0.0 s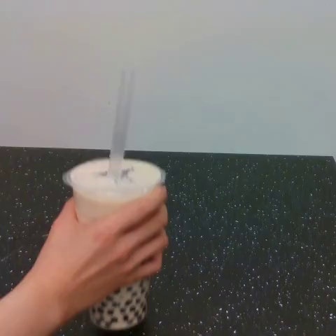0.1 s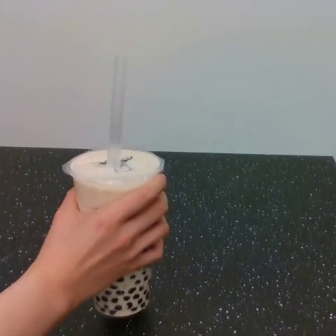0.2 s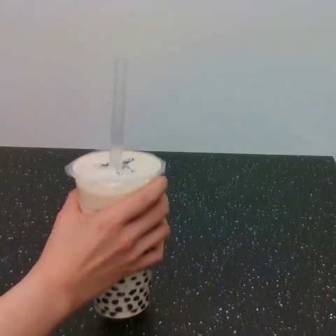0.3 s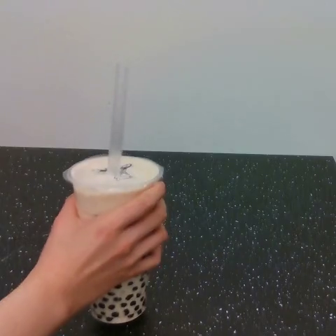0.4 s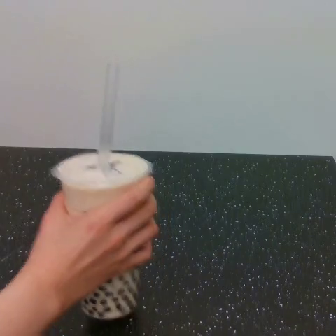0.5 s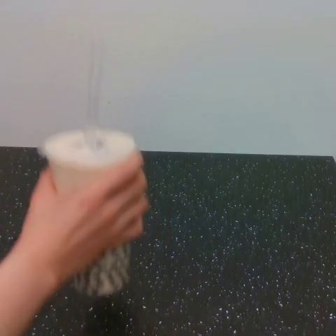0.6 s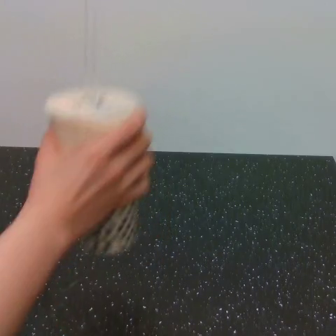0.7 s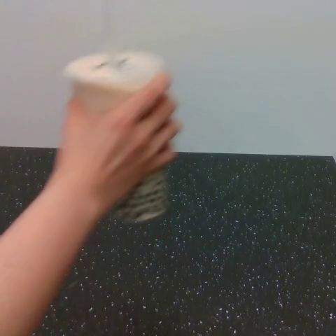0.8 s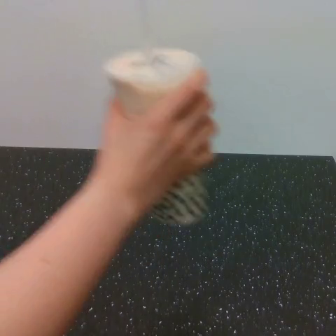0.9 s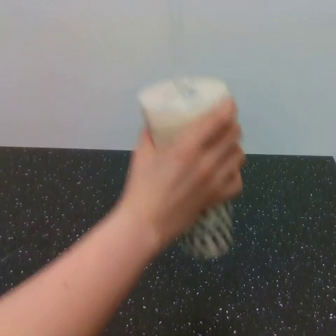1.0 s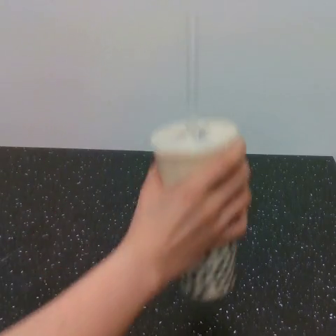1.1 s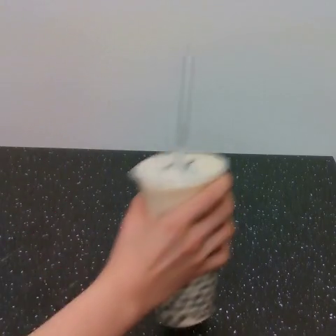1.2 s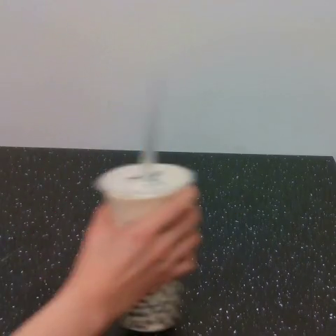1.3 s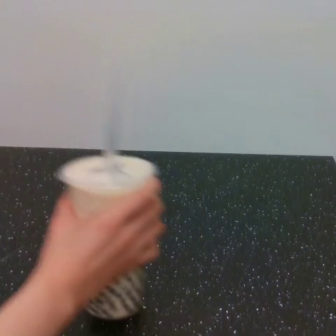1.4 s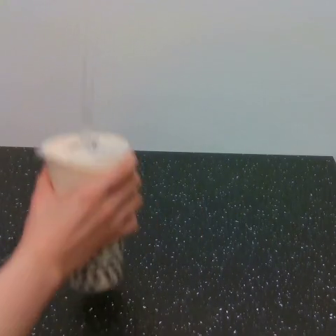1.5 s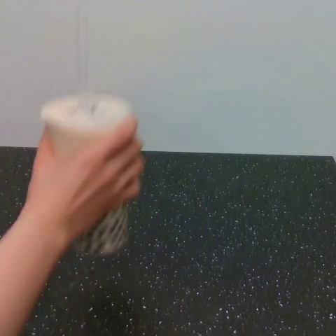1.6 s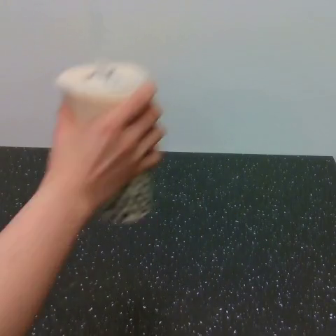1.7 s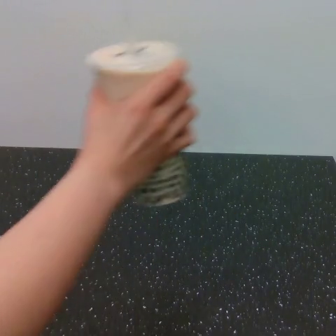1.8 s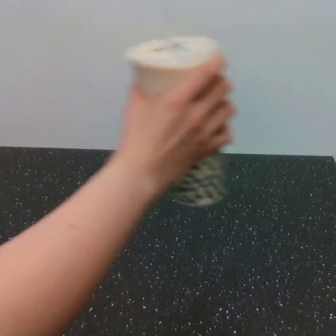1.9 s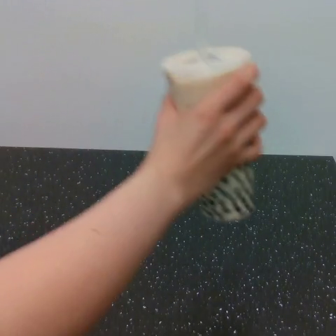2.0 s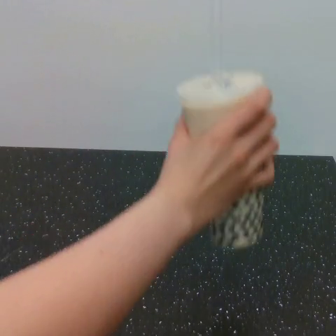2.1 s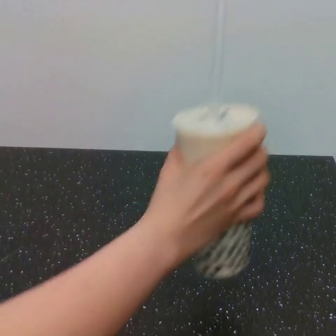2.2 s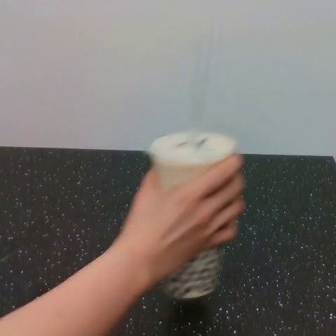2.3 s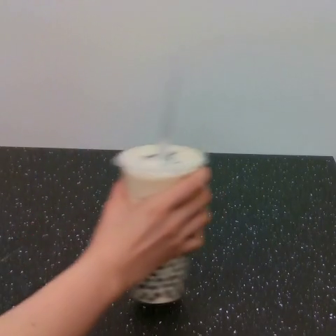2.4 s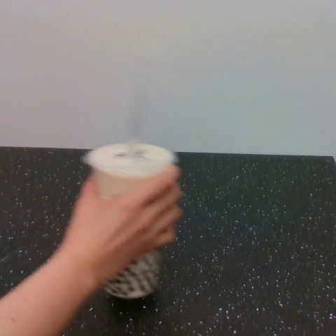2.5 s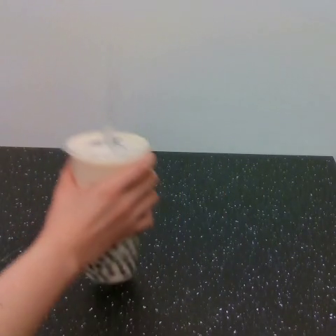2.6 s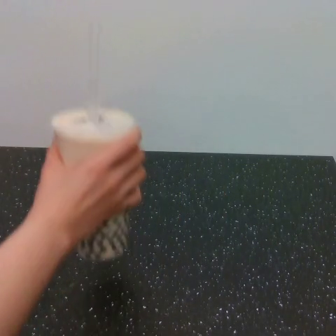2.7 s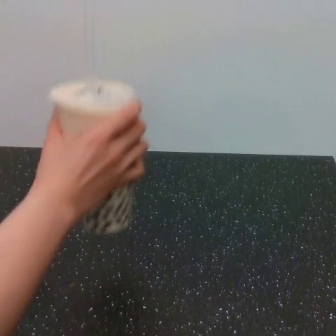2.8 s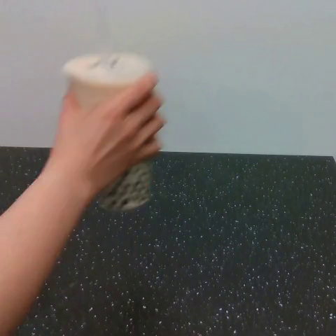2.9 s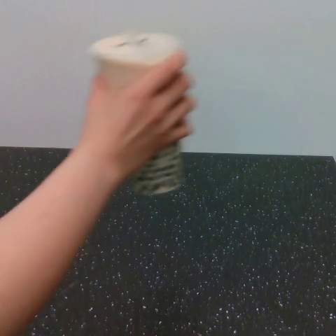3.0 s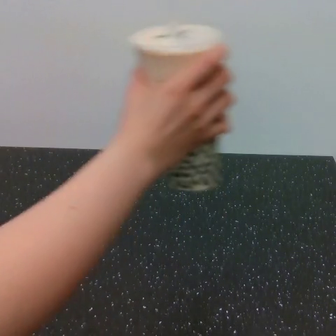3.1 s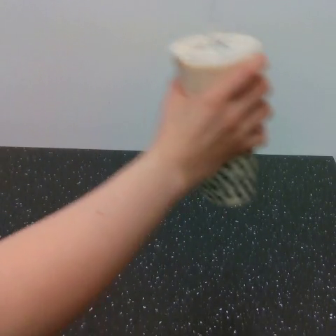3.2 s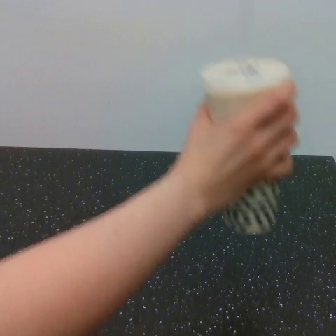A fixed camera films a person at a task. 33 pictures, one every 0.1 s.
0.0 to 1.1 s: The hand goes upward and to the right, then downward.
1.1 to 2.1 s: The hand goes upward, then to the right and downward, on a clockwise arc.
2.1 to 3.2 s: The hand goes to the left, then to the right, on a clockwise arc.
In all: It circles clockwise, turning through about 900 degrees.
Task: shake the boba.
